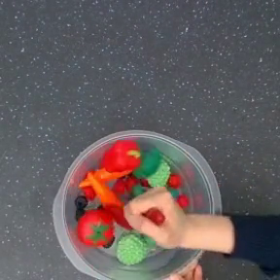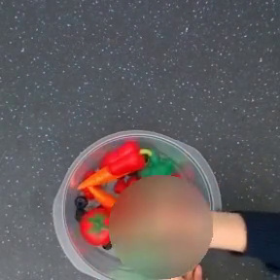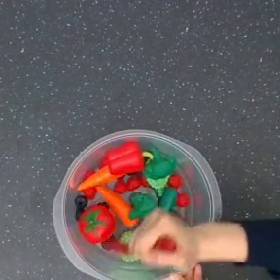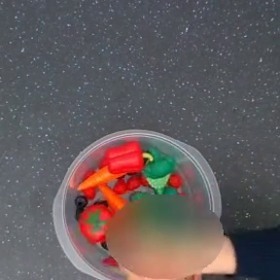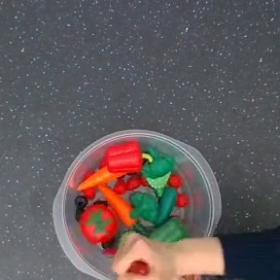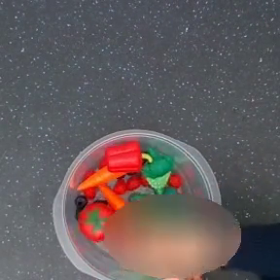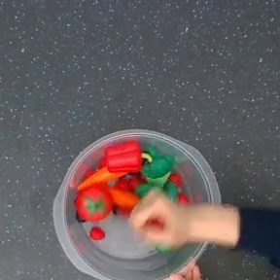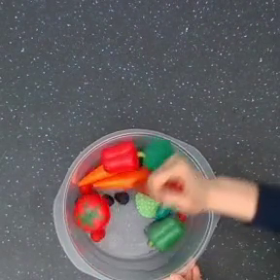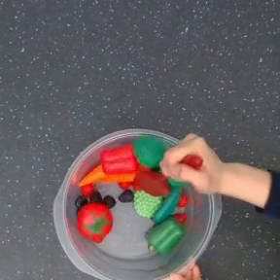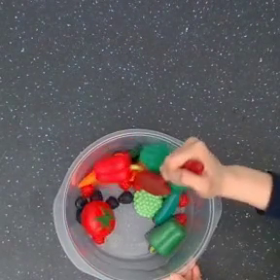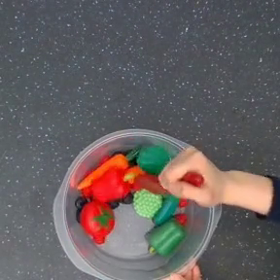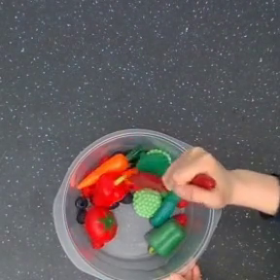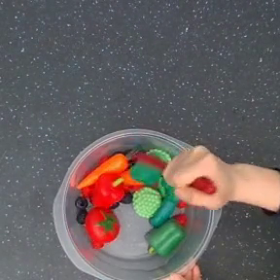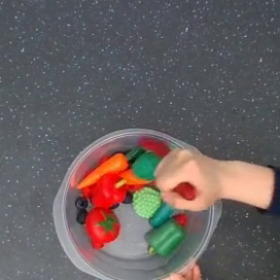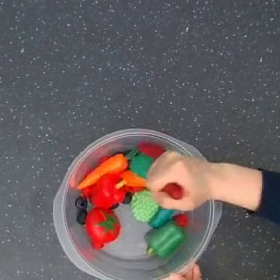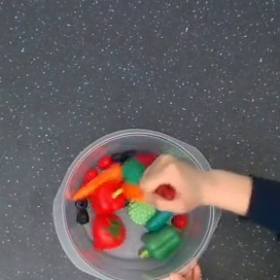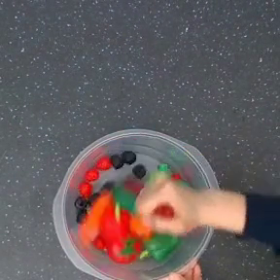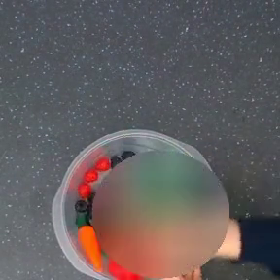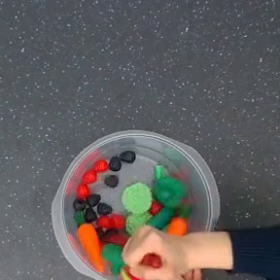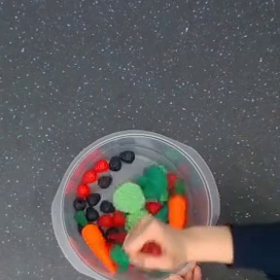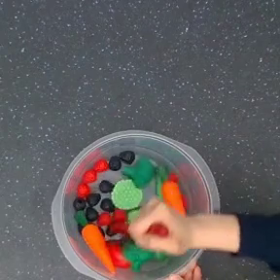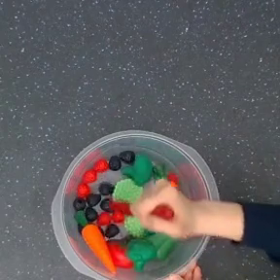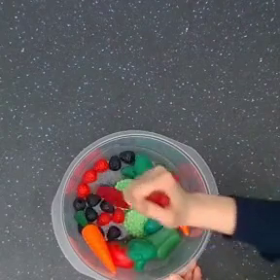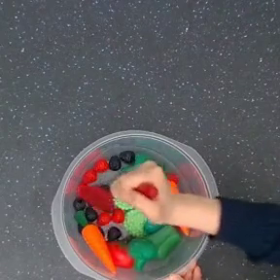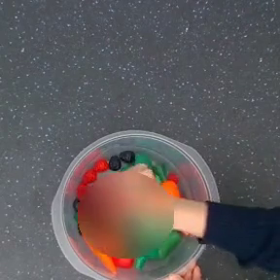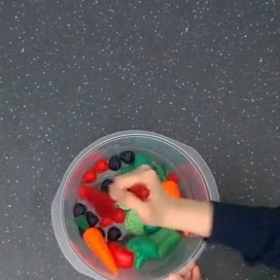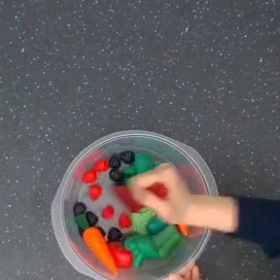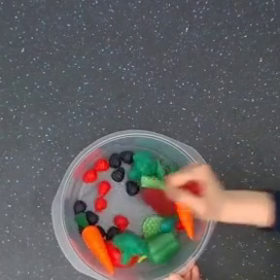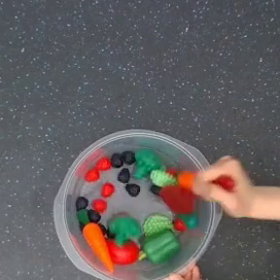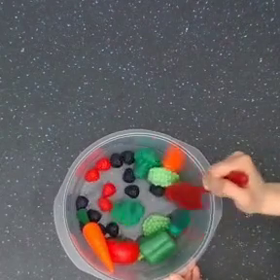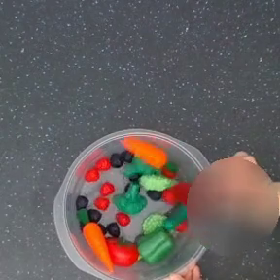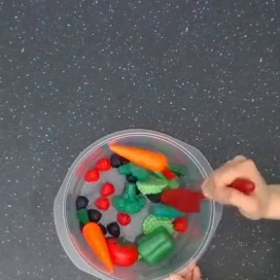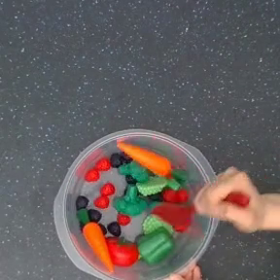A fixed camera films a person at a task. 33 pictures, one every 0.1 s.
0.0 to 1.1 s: The hand goes upward and to the right, then downward.
1.1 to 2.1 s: The hand goes downward and to the left, then upward.
2.1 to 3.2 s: The hand goes to the right, then downward.
Task: stir.
